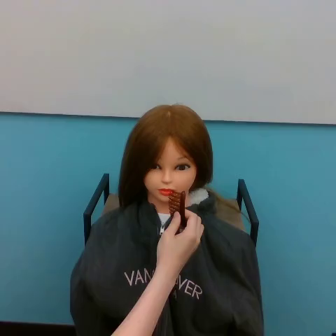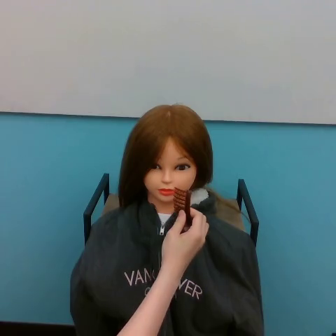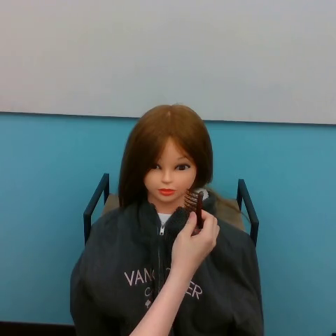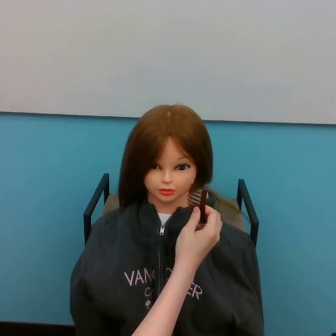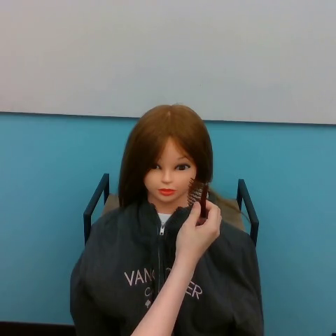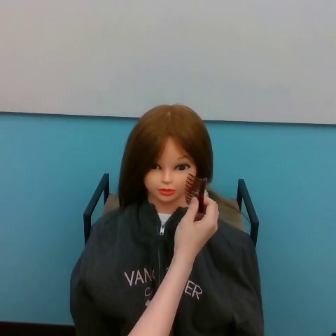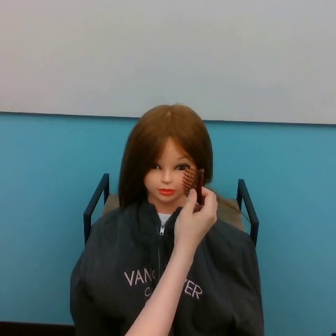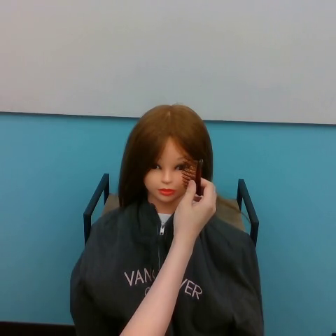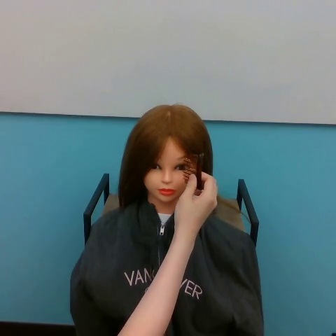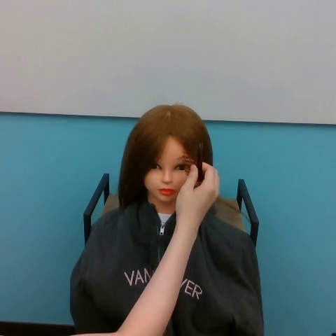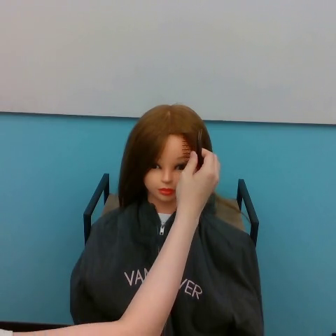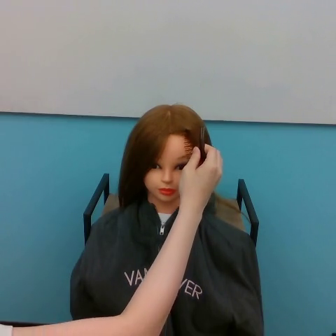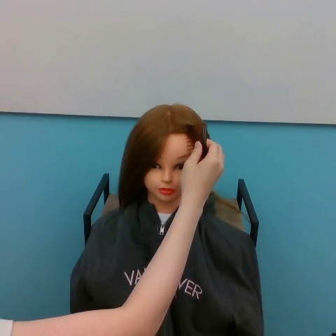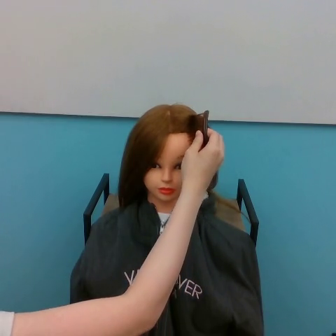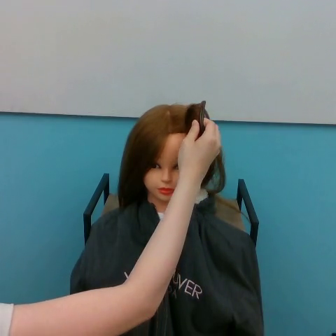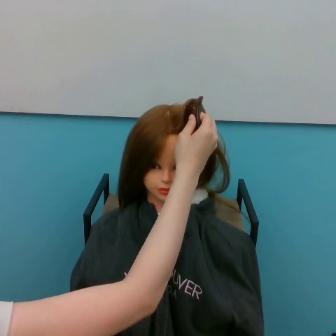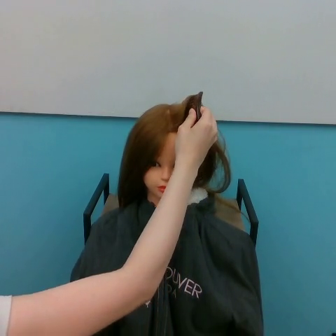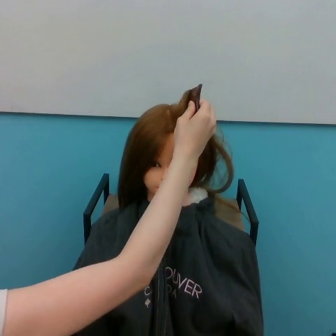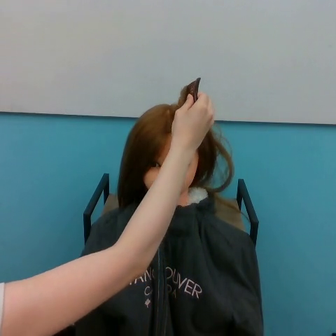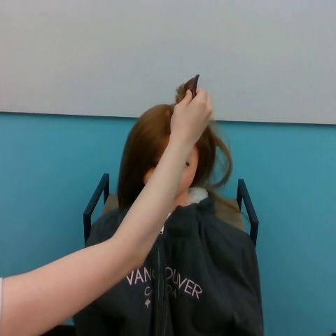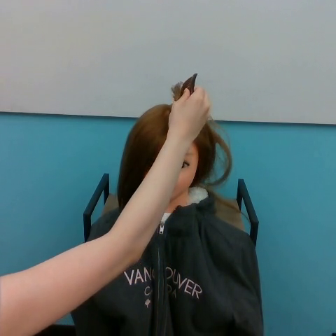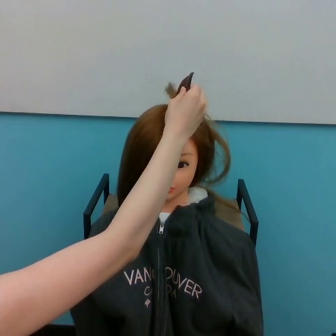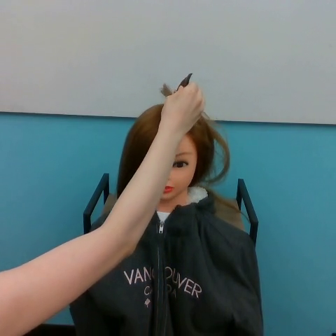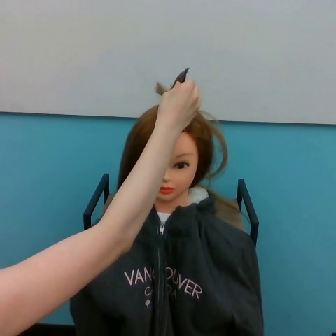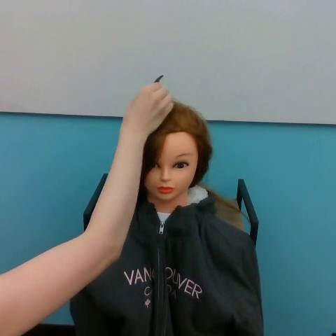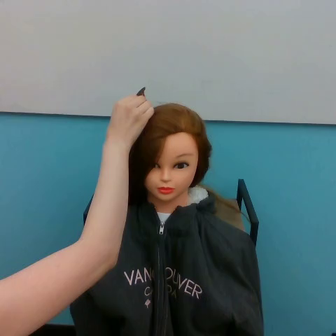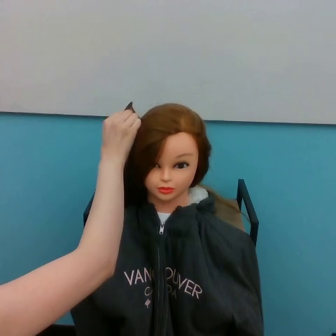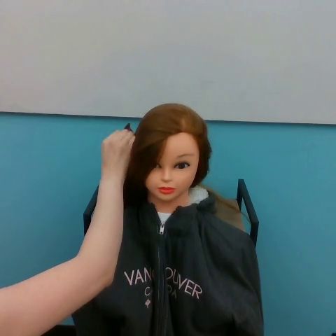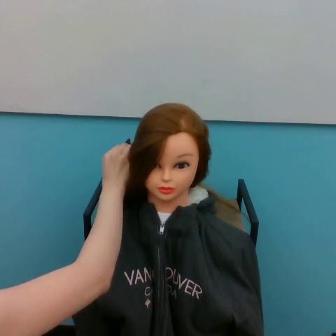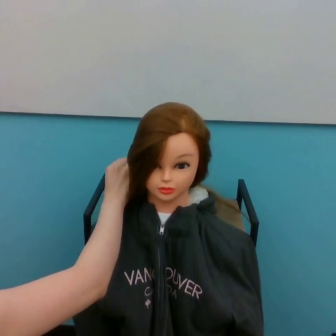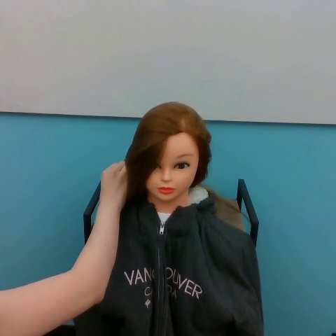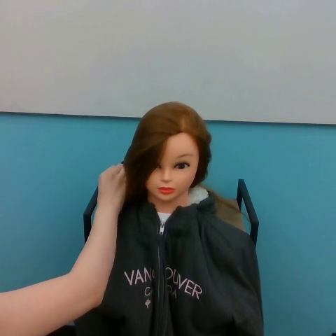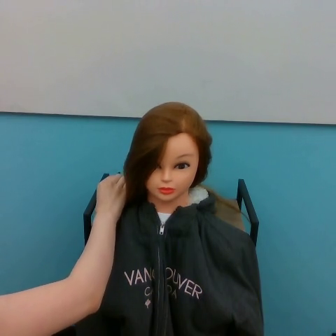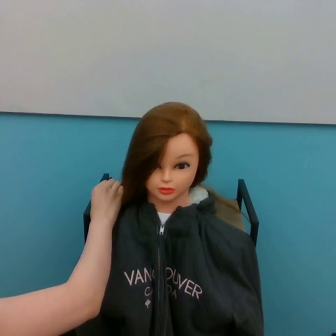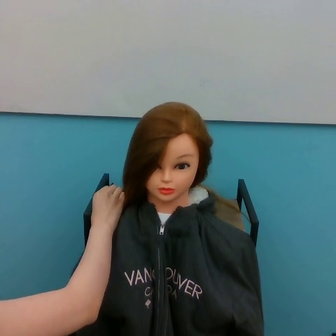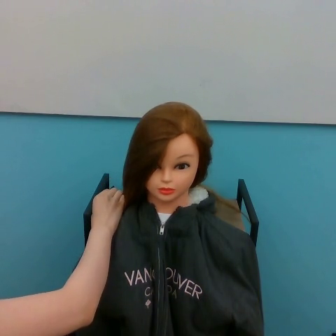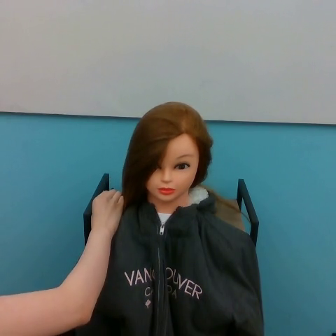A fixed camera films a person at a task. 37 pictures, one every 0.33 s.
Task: part hair.
Motion: move to the right shortly, move upward, then move downward and to the left.
0.00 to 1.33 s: The hand goes to the right.
1.33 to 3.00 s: The hand goes upward.
3.00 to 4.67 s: The hand goes upward.
4.67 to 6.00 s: The hand goes upward.
6.00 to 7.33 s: The hand moves only a little.
7.33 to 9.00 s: The hand goes to the left and downward, on a counterclockwise arc.
9.00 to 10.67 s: The hand goes downward.
10.67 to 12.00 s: The hand goes downward.
